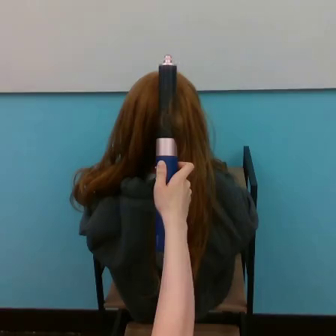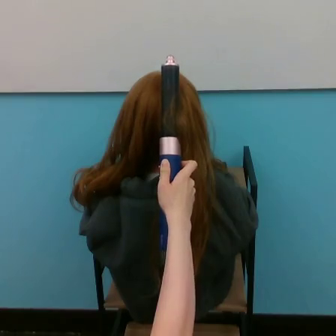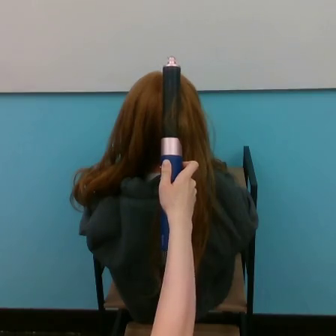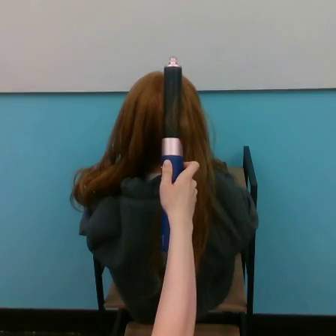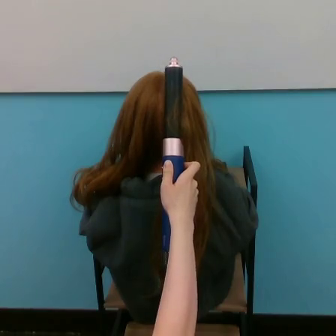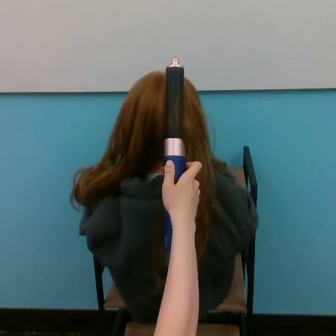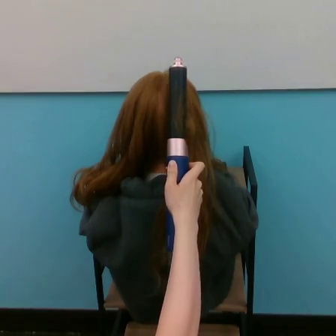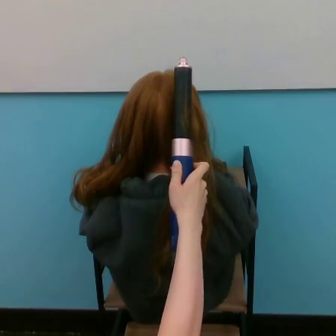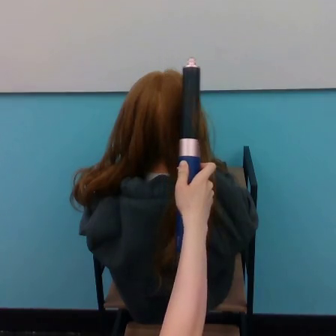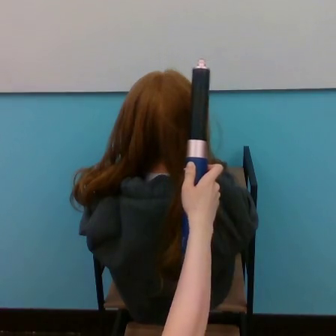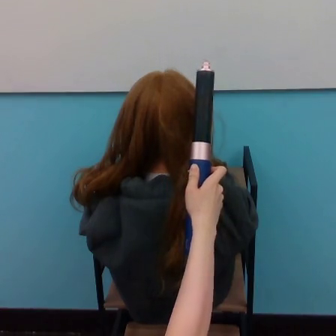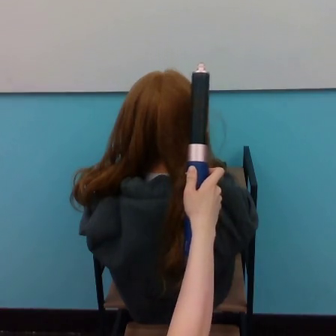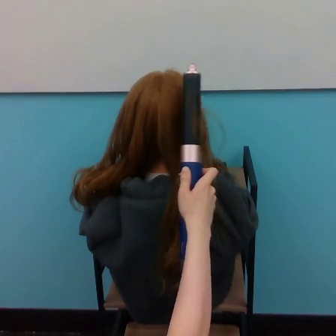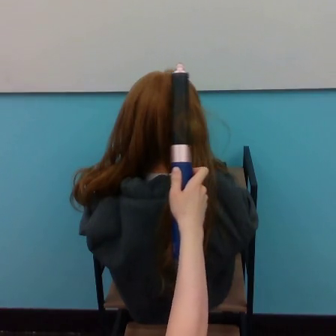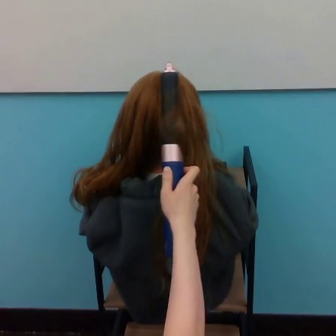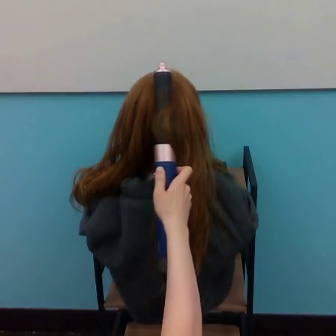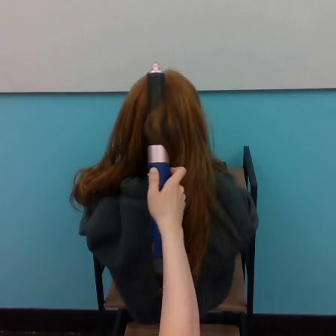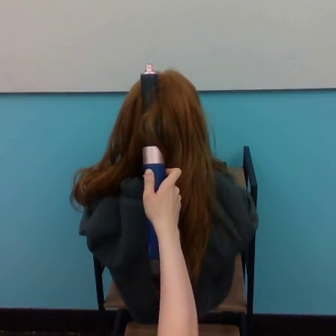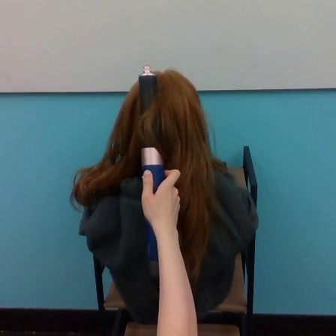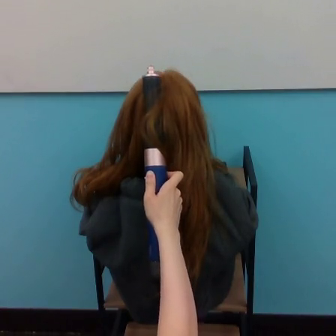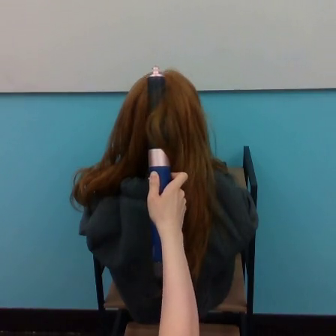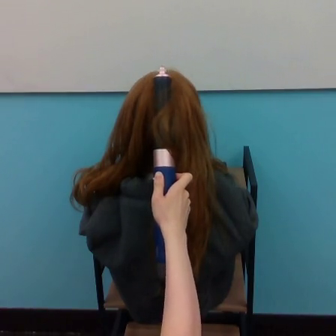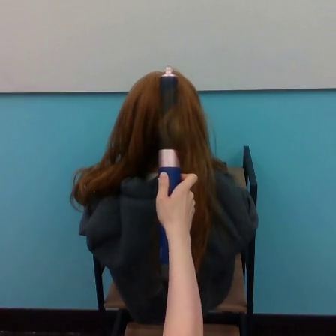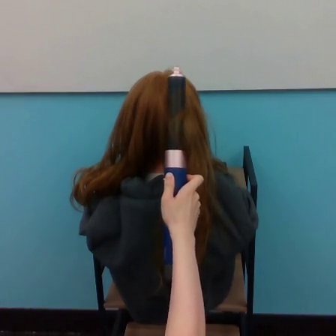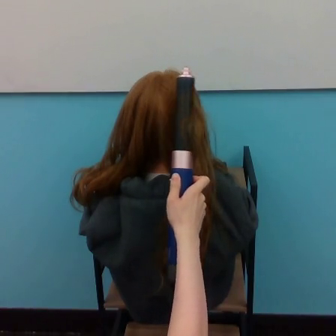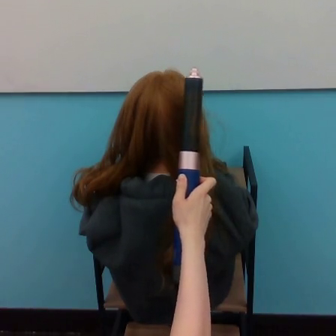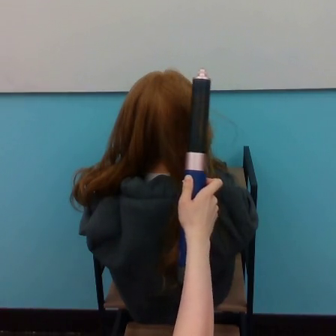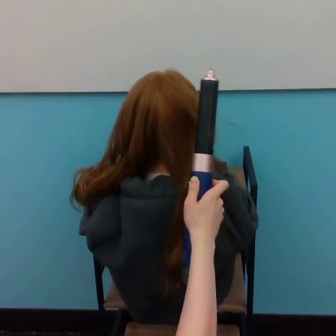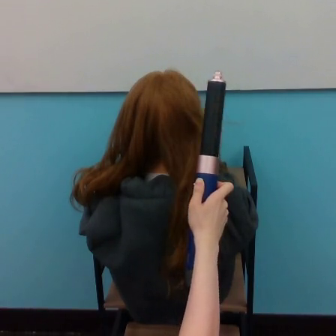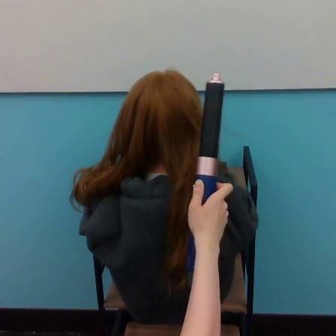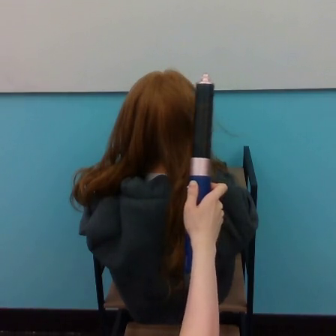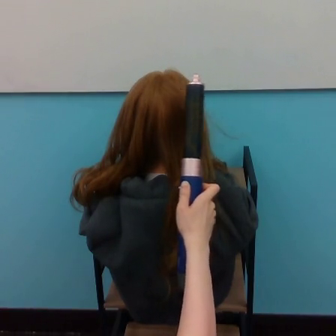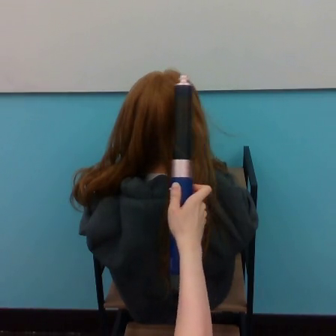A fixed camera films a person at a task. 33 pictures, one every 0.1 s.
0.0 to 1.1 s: The hand goes to the right.
1.1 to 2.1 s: The hand goes to the left.
2.1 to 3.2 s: The hand goes to the right, then to the left.
Task: curl hair.
